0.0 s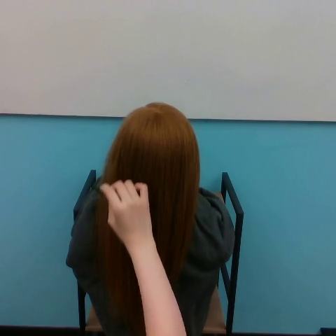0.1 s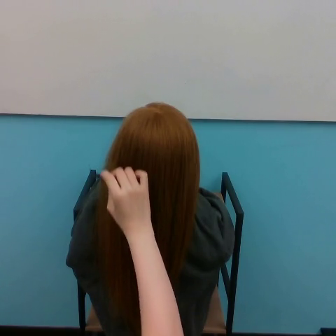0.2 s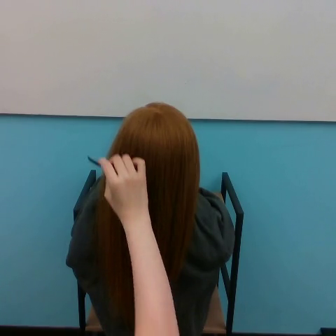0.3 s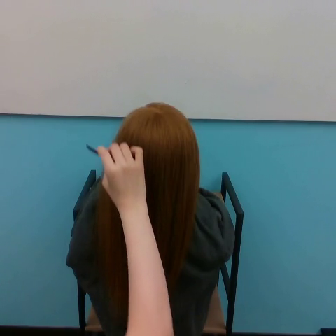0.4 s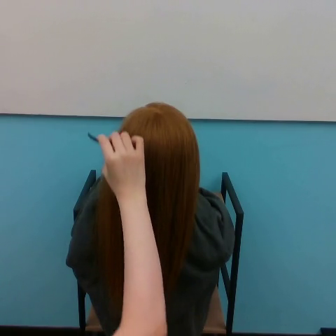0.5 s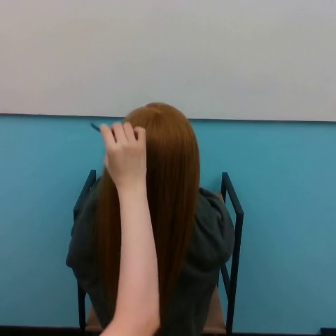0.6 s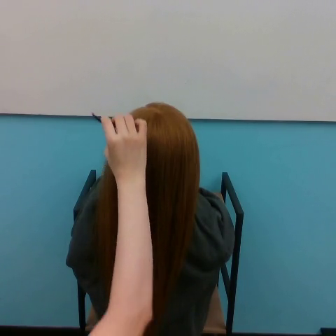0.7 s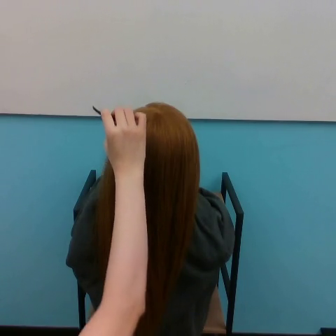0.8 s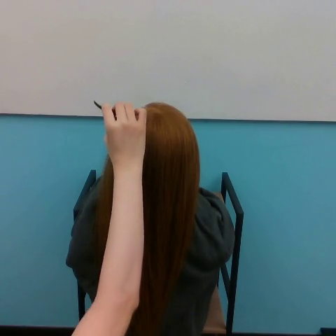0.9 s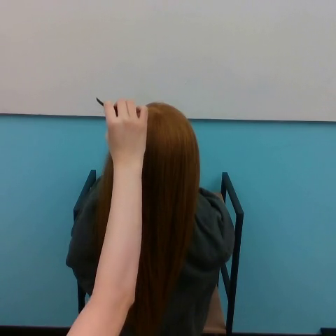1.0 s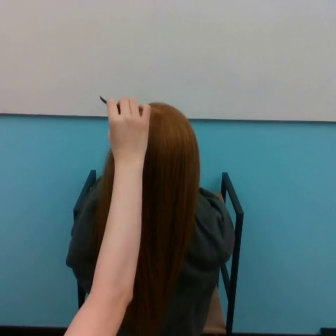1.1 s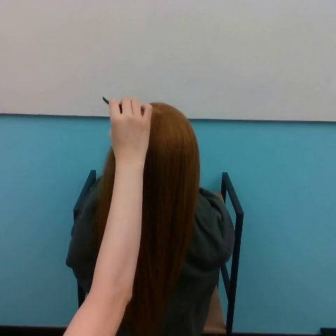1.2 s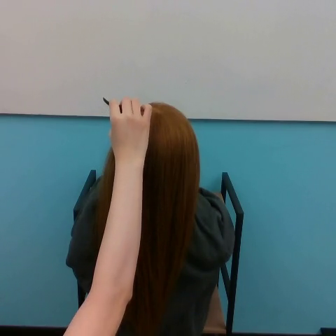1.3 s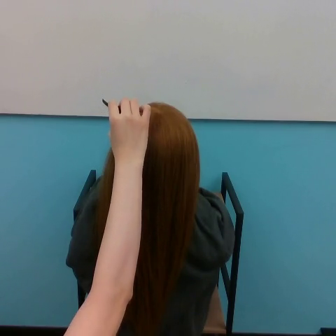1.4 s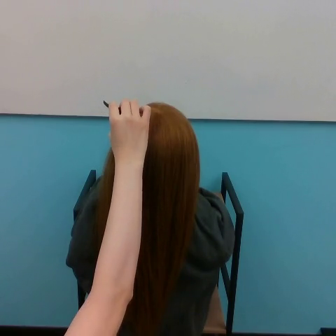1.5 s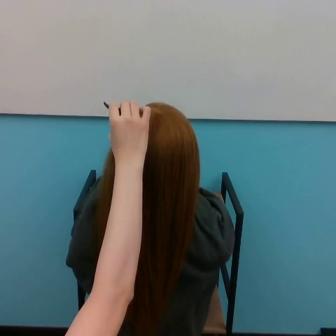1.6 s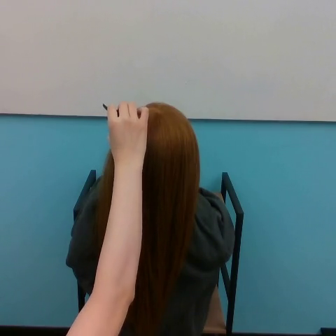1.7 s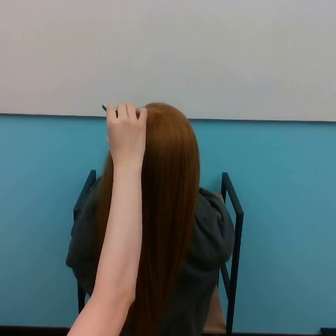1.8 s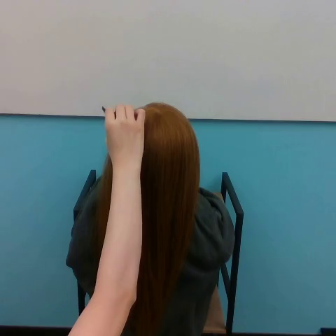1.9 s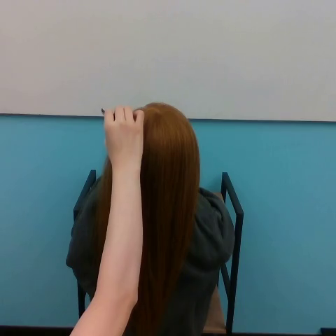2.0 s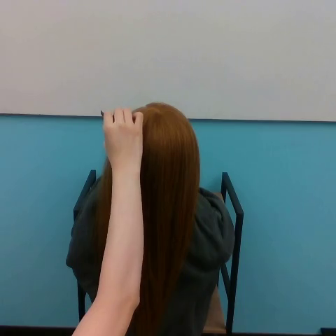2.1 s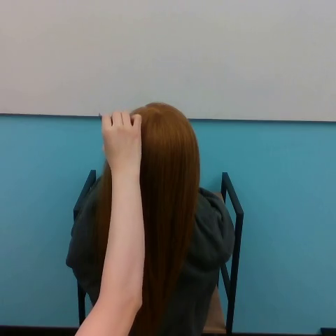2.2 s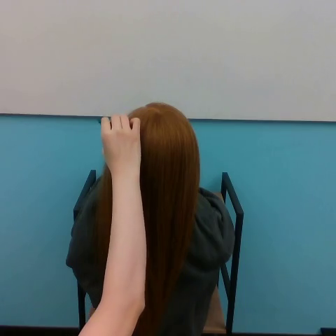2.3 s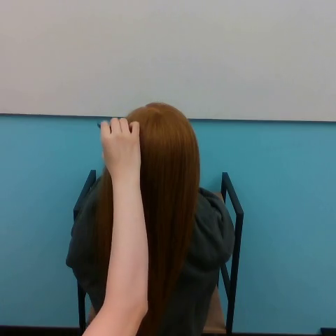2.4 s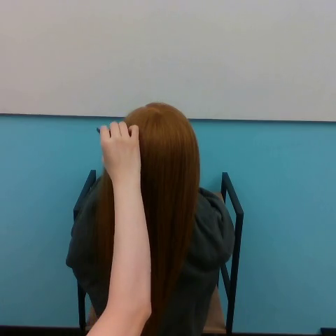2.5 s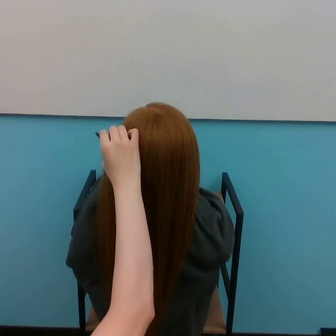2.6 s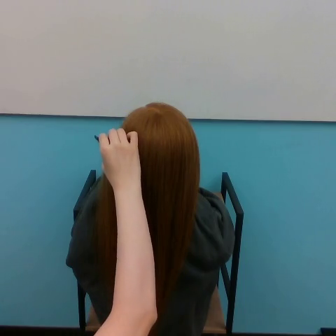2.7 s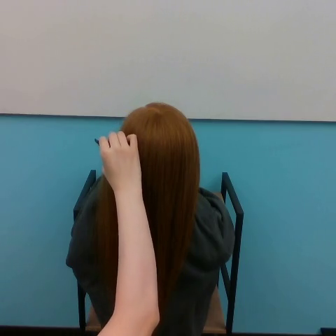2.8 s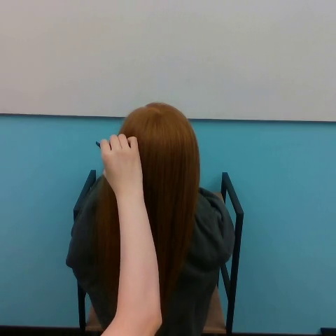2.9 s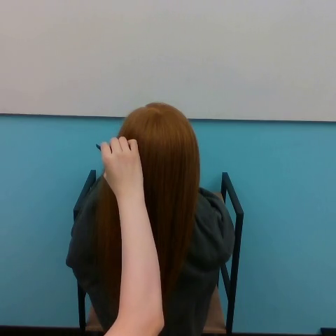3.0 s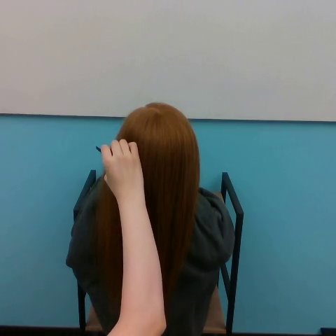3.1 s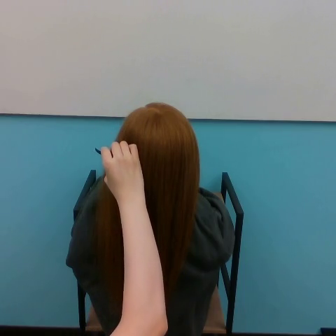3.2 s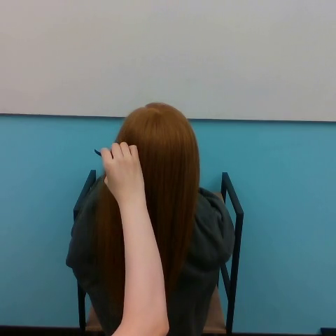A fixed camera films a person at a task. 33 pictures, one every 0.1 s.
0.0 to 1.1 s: The hand goes upward.
1.1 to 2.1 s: The hand moves only a little.
2.1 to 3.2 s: The hand goes downward.
Task: brush hair.
